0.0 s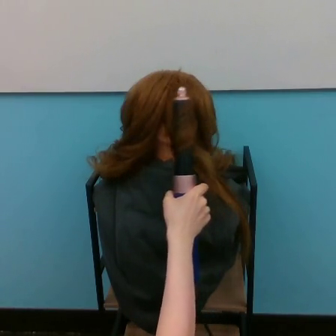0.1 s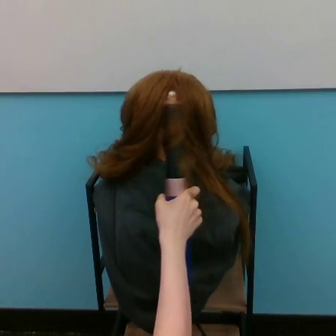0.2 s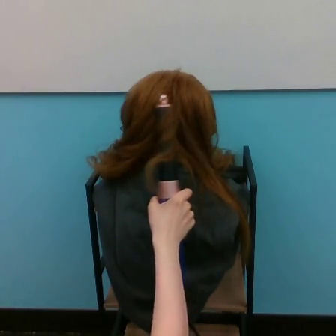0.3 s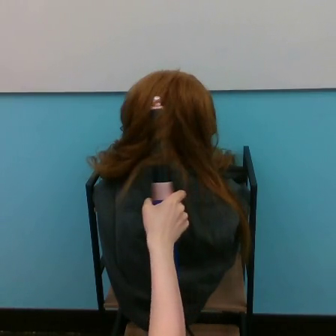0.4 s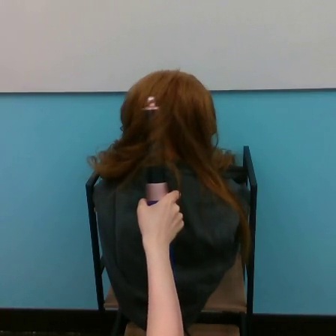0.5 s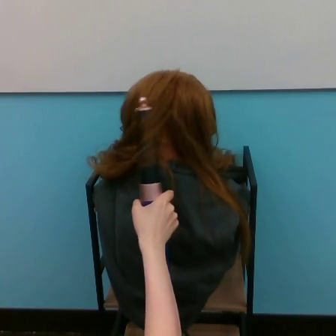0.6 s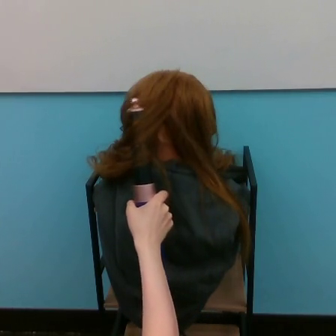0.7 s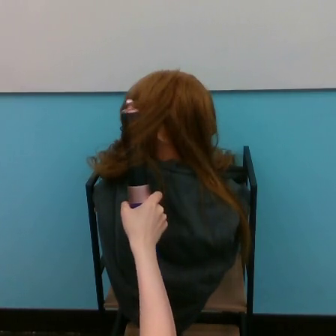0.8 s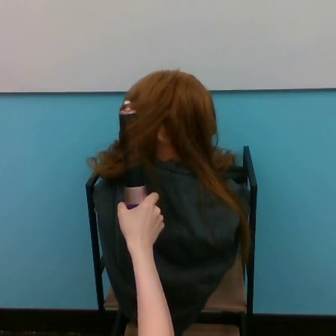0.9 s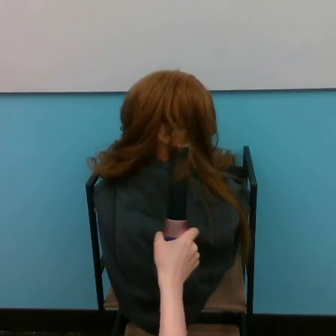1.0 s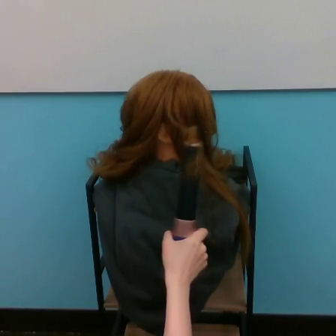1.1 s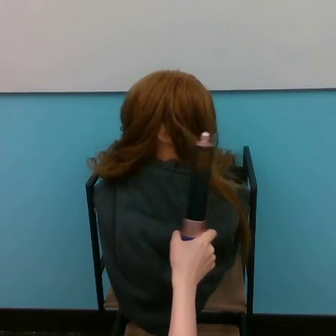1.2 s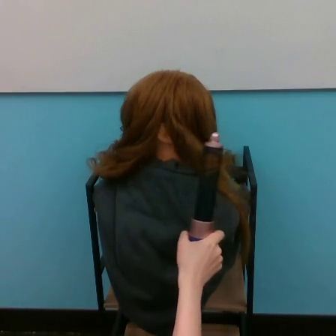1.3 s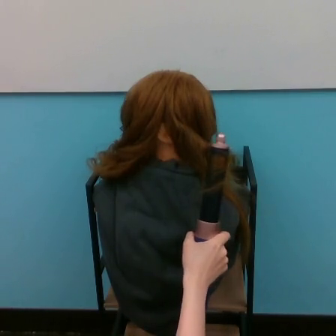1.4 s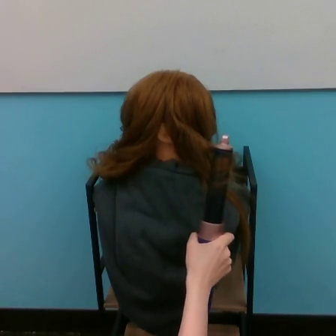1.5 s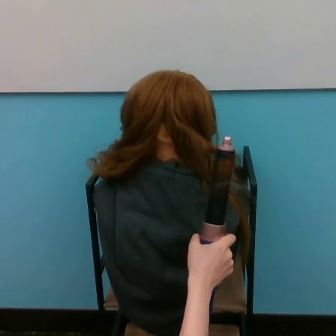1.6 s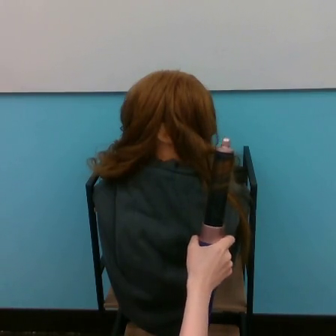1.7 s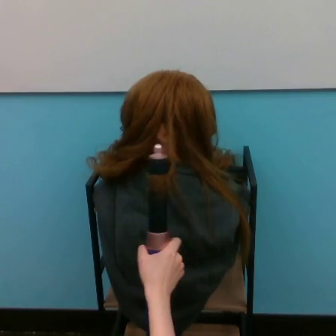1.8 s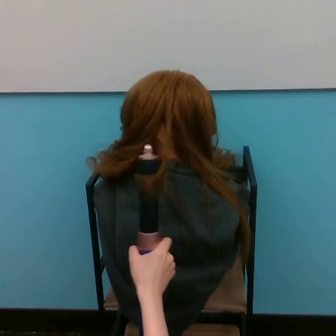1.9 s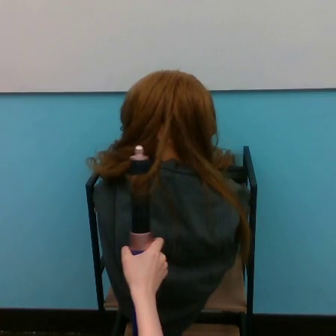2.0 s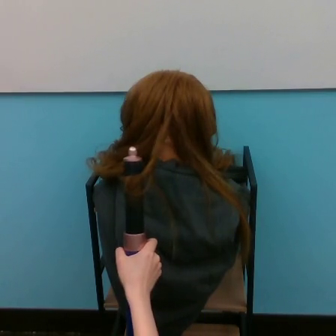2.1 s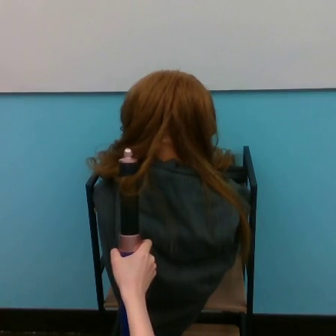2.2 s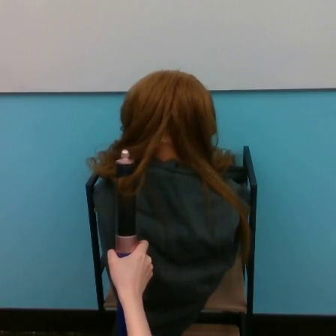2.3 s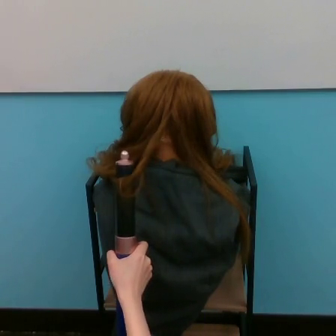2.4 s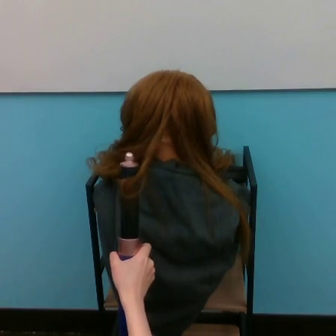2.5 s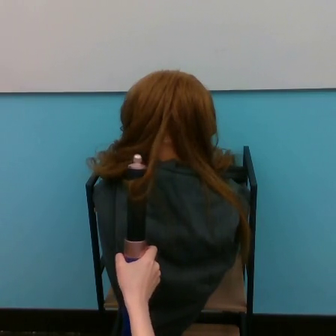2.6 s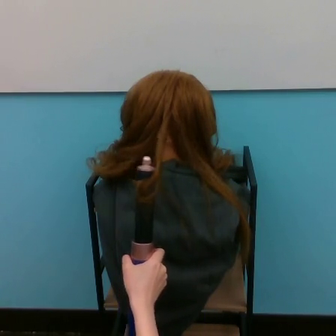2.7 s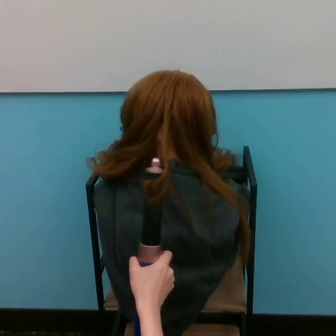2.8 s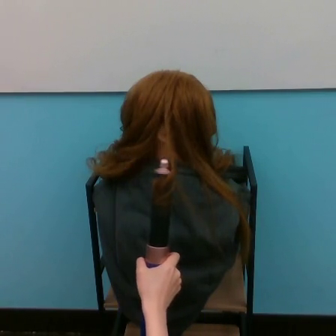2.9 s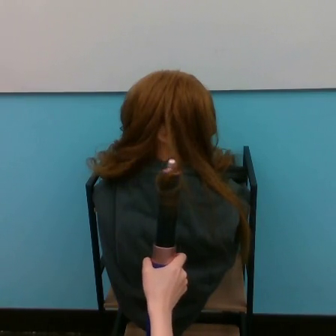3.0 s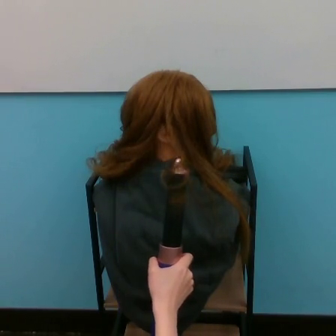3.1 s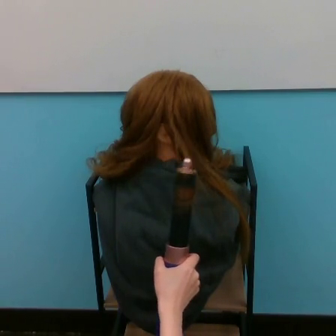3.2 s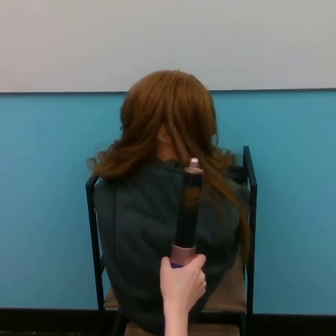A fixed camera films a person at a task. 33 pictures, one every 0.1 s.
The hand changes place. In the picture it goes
downward.
0.0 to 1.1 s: The hand goes to the left, then to the right and downward.
1.1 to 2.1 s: The hand goes to the left.
2.1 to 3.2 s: The hand goes to the right.
Task: curl hair.
